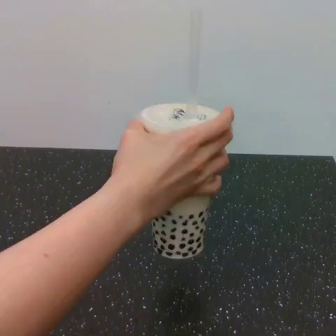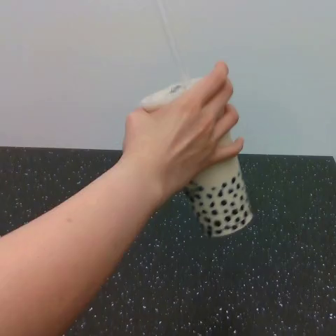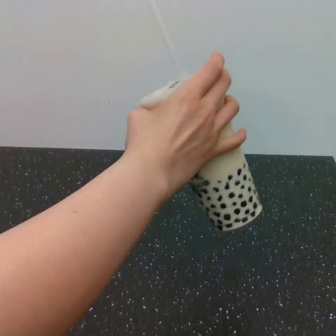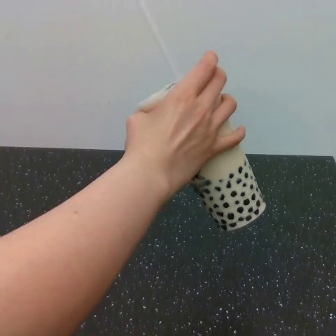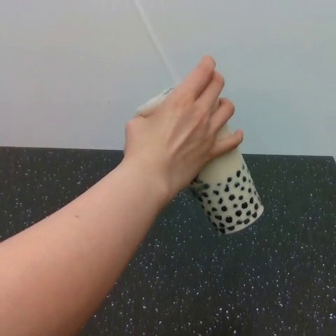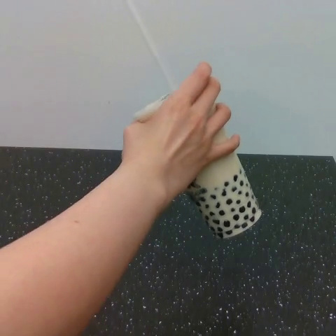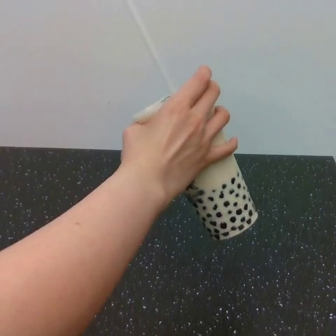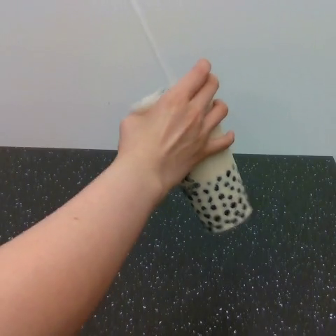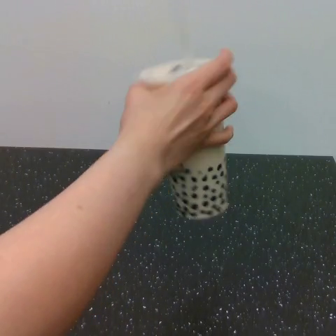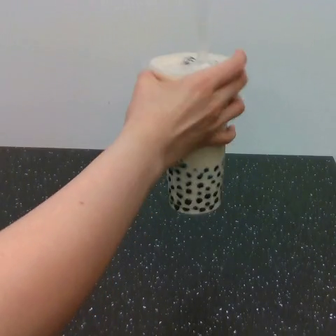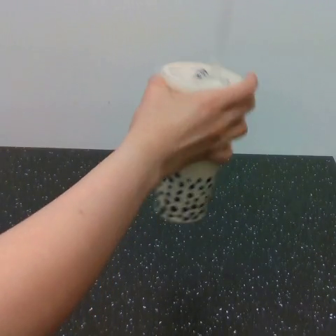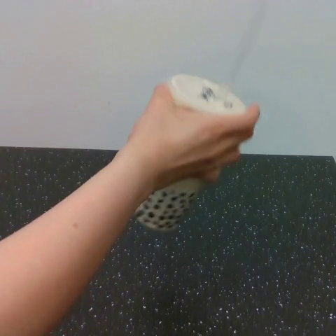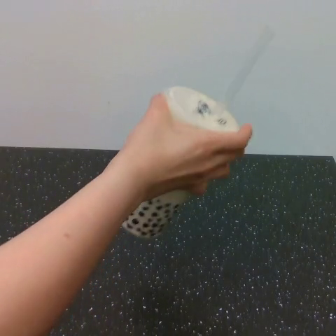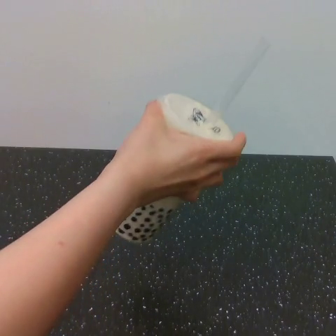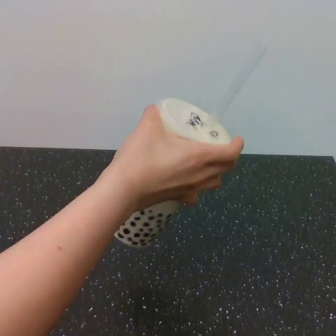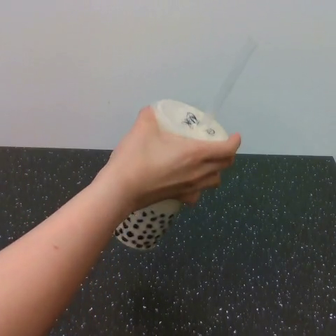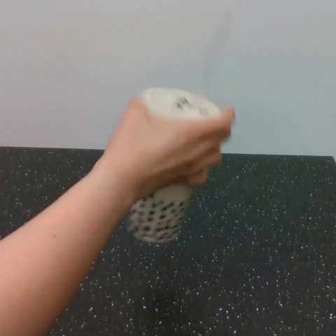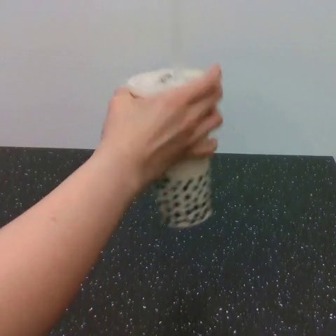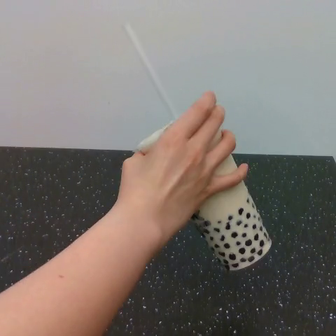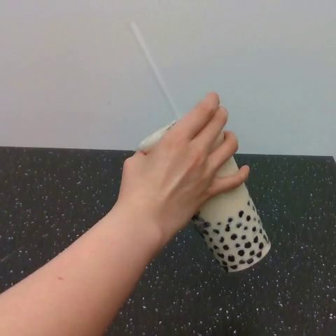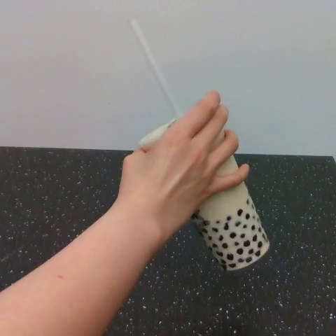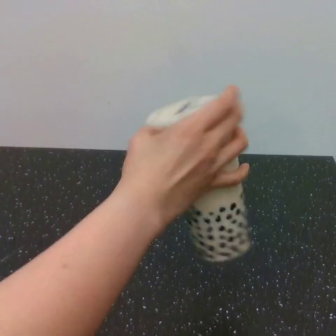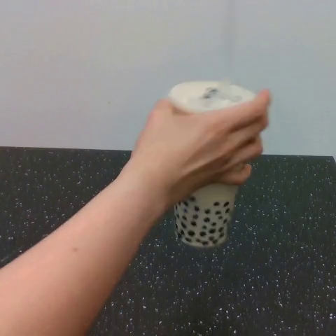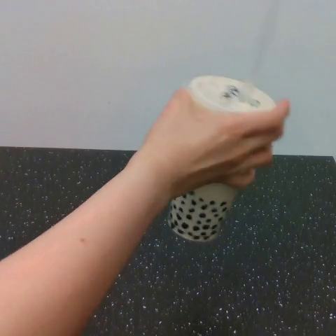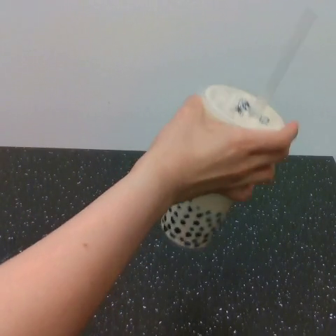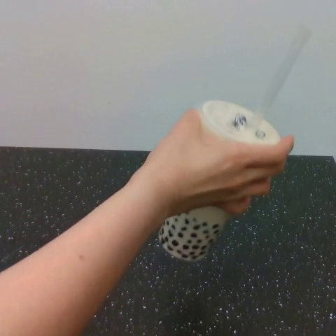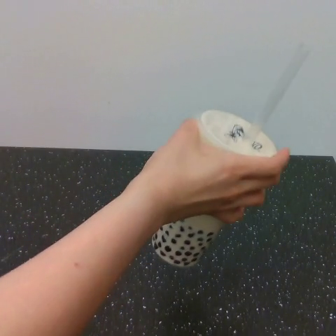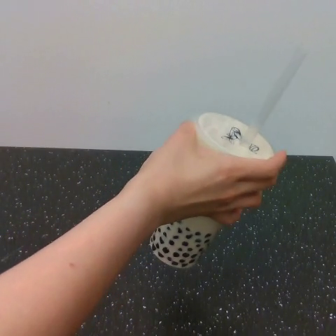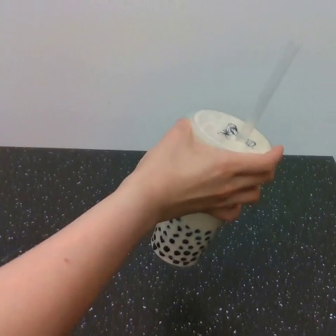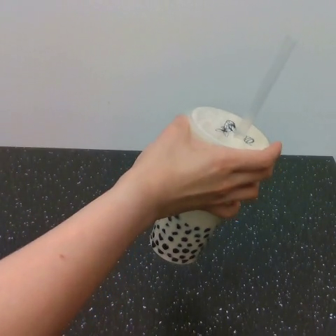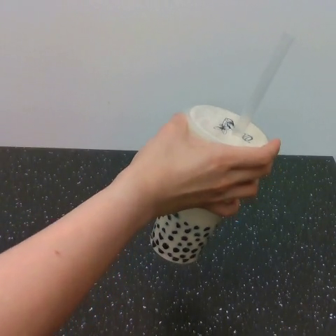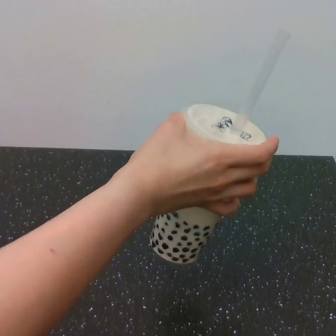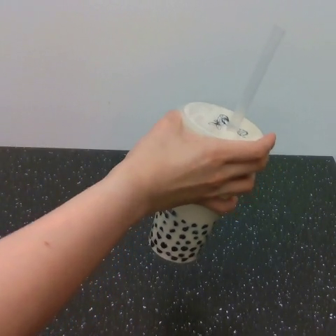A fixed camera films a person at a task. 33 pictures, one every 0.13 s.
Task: shake the boba.
Motion: rotate the object counter-clockwise, then reverse it to rotate it clockwise, repeating this sequence 2 times.
0.00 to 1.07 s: The hand goes upward.
1.07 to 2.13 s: The hand goes downward, then upward, on a clockwise arc.
2.13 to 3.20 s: The hand goes to the right.
3.20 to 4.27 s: The hand goes downward, then upward, on a clockwise arc.
